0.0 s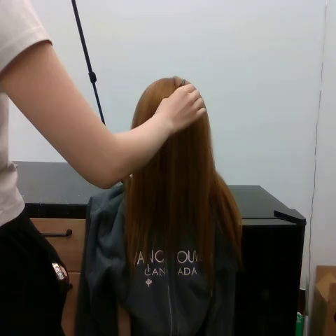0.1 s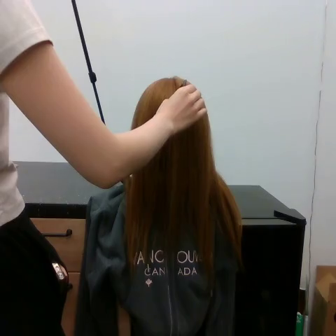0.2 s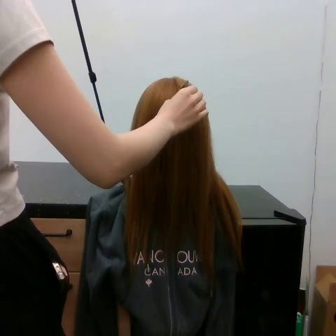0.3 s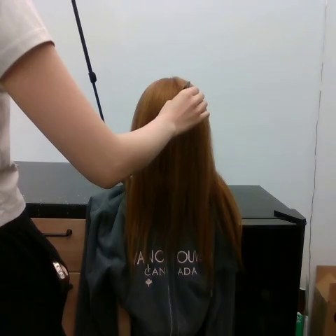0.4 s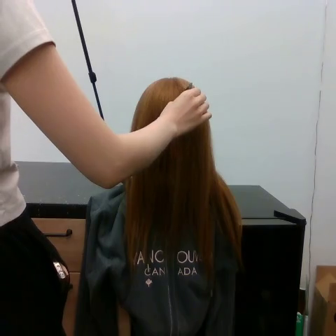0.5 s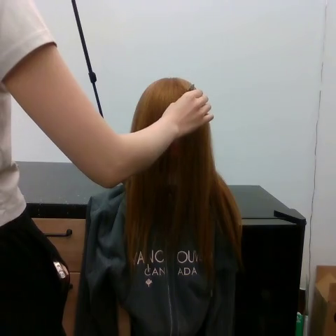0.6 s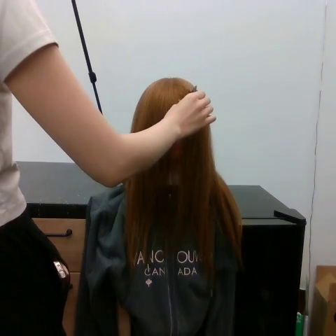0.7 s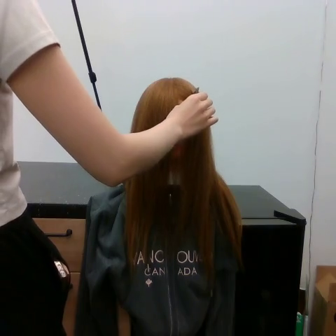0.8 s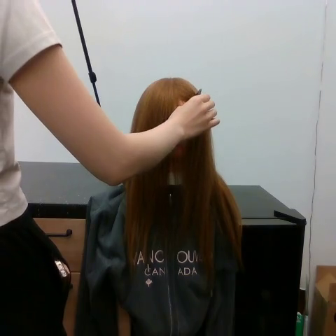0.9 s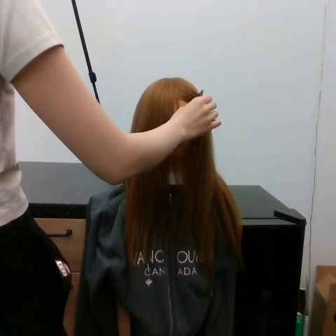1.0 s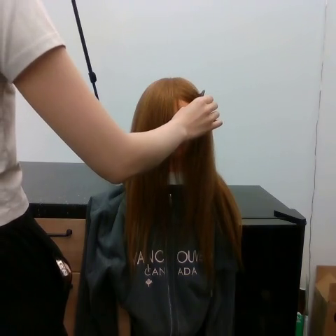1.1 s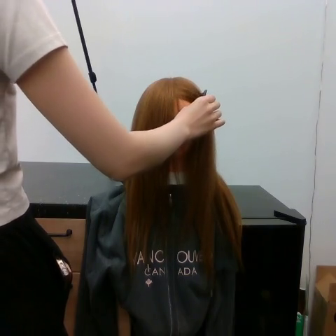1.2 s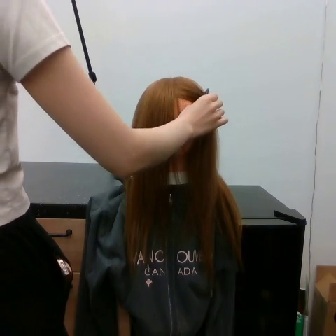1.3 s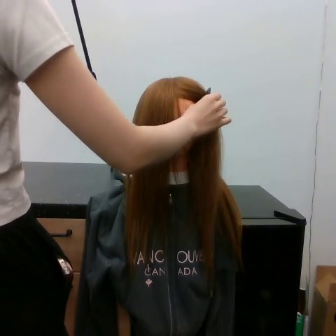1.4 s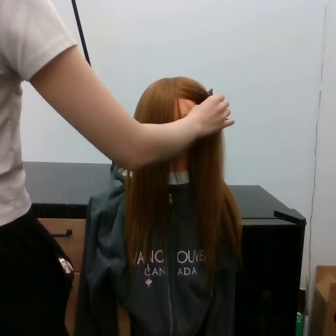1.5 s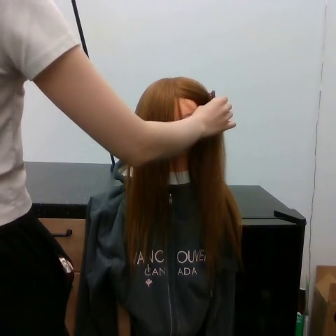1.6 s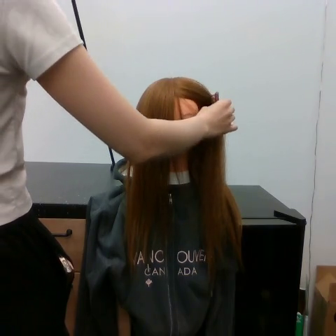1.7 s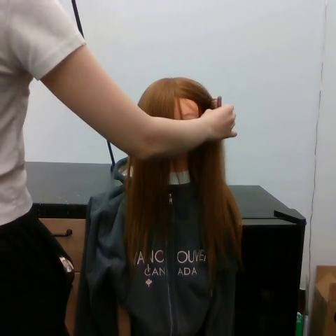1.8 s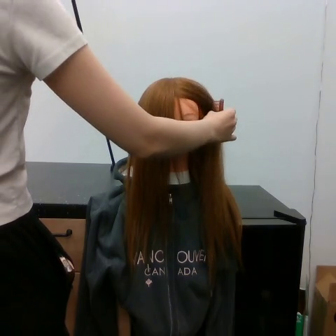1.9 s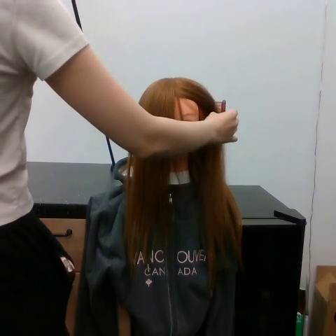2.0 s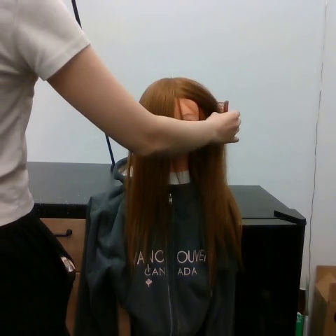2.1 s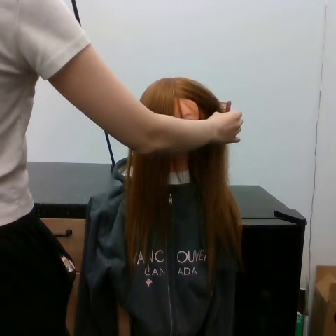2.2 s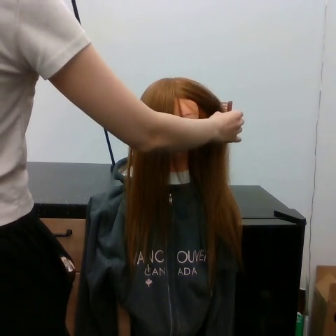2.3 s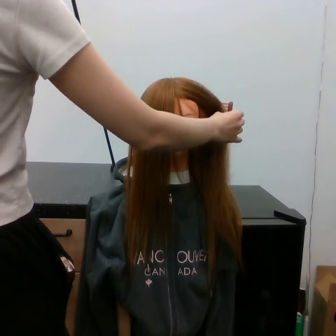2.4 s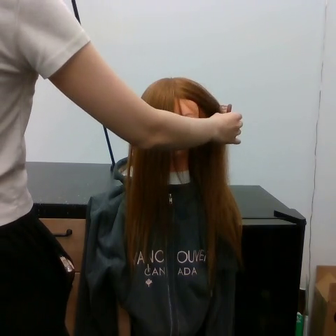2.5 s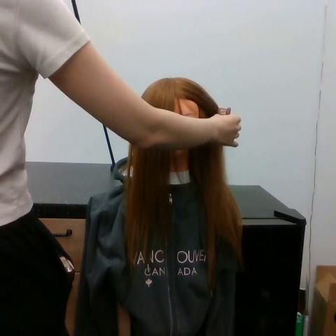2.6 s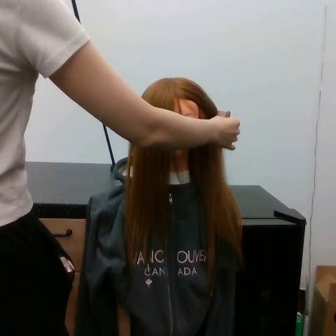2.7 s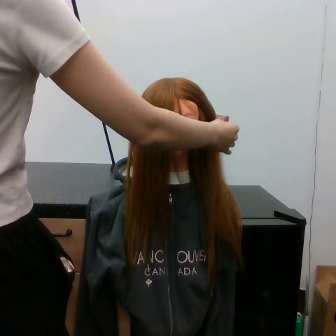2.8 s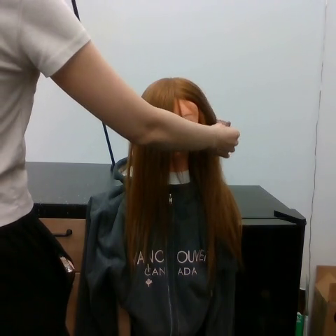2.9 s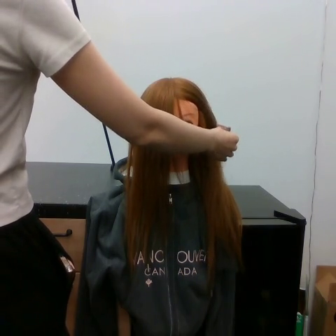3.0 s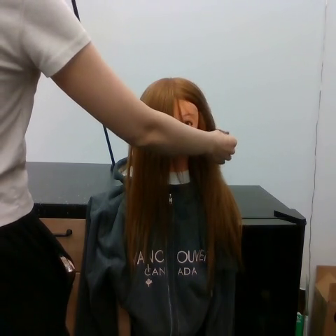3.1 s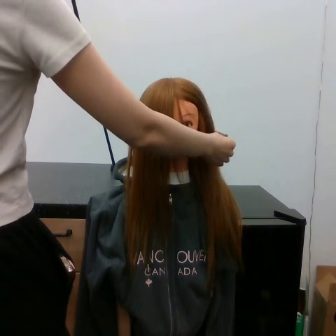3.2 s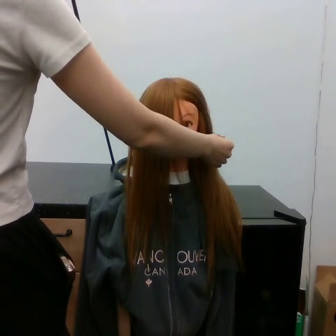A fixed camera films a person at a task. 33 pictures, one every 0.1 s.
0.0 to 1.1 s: The hand goes to the right.
1.1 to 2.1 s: The hand goes to the right.
2.1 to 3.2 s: The hand goes downward.
Task: part hair.
